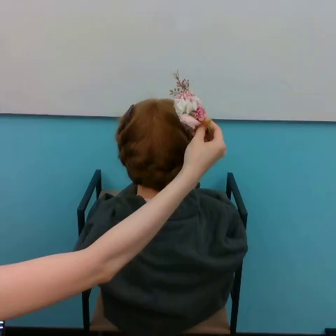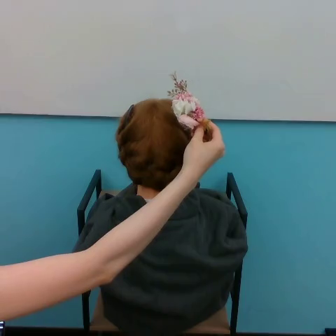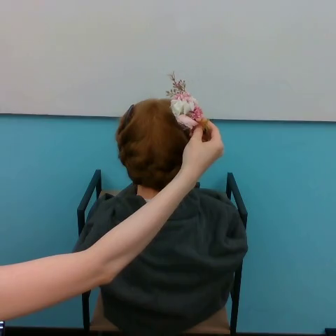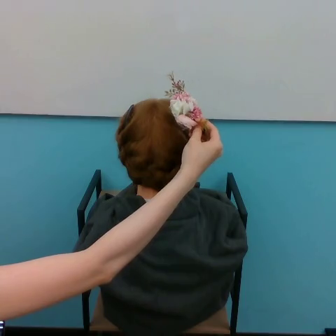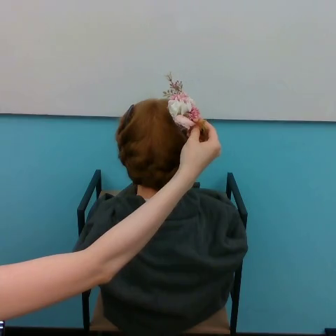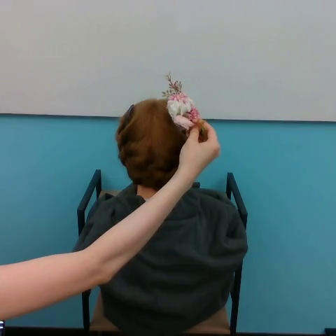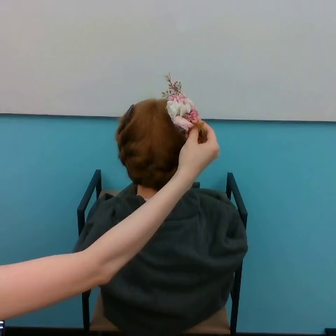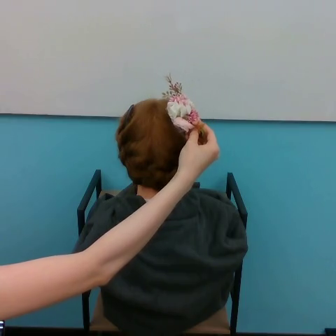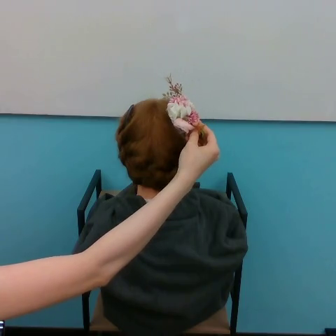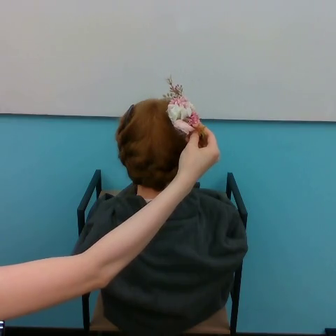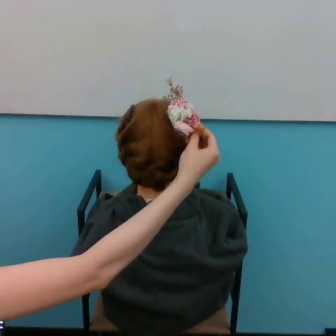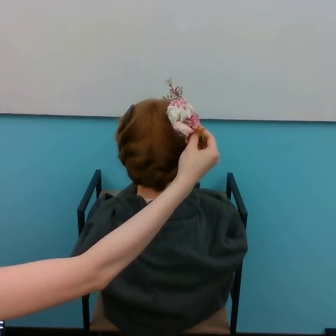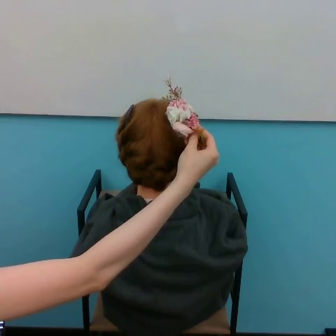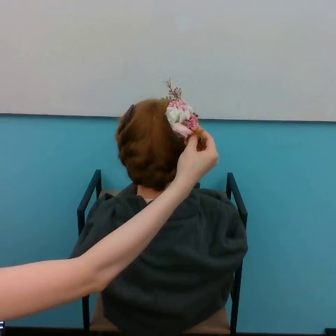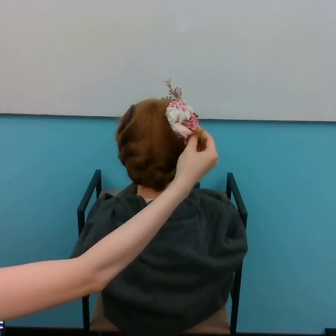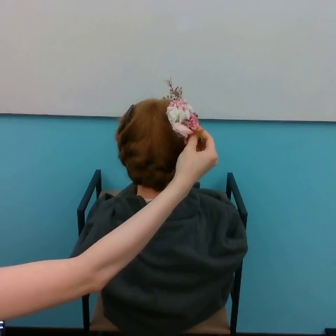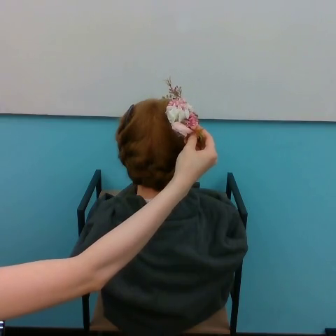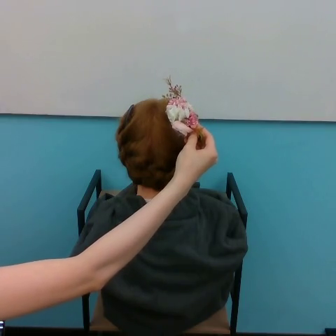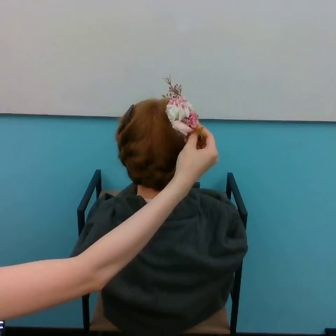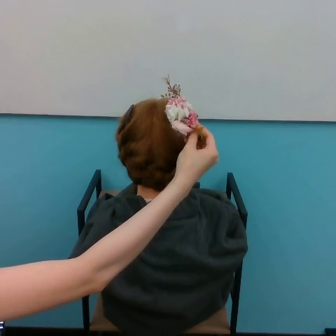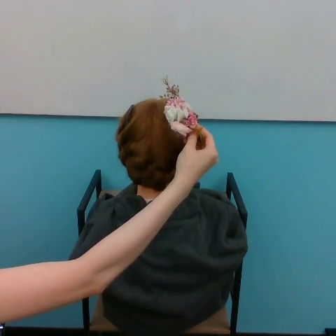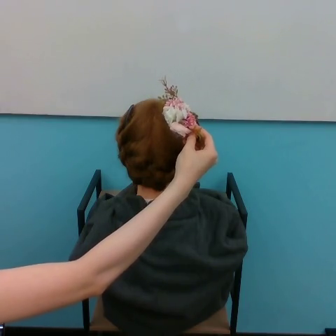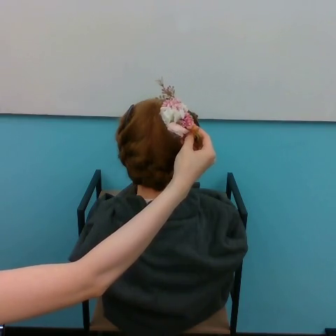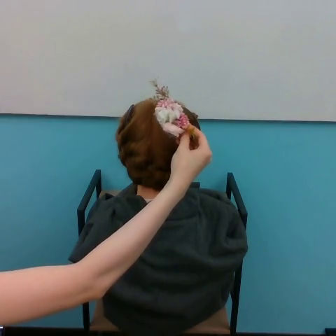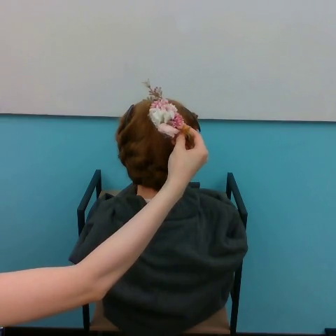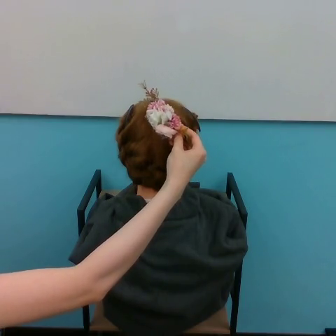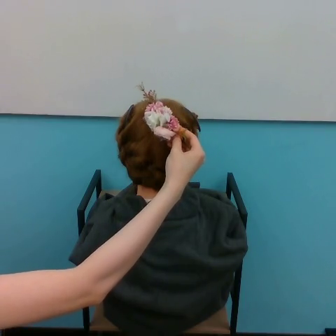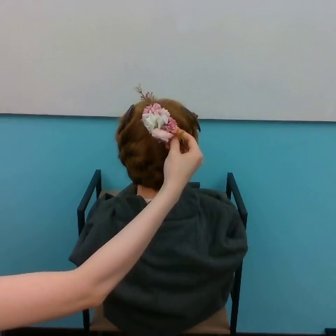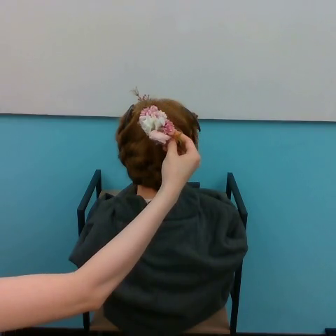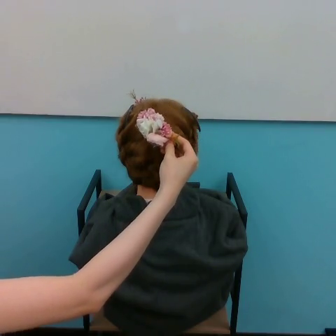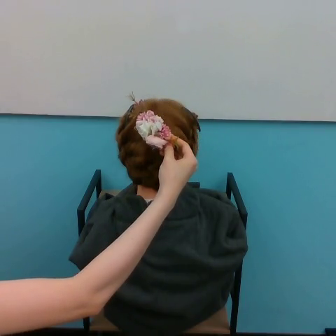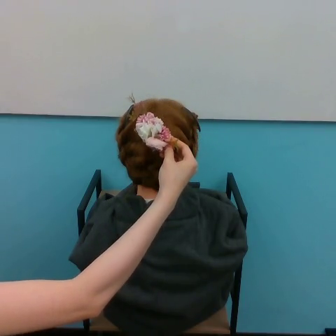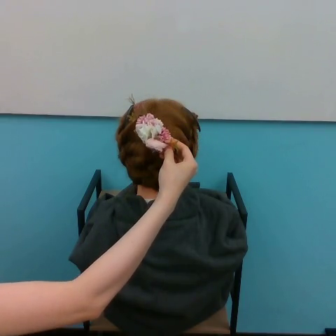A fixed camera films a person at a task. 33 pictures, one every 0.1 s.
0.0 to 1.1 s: The hand moves only a little.
1.1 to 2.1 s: The hand stays where it is.
2.1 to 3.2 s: The hand goes to the left and downward.
Task: tuck flower in hair.
